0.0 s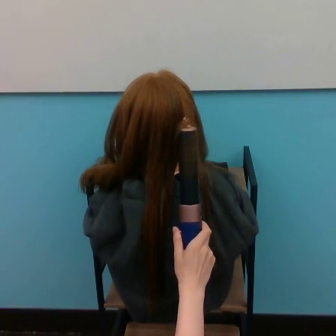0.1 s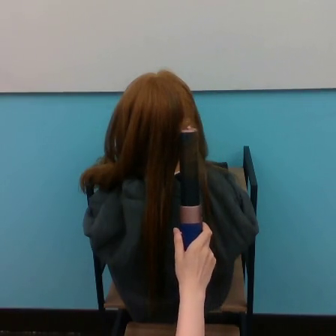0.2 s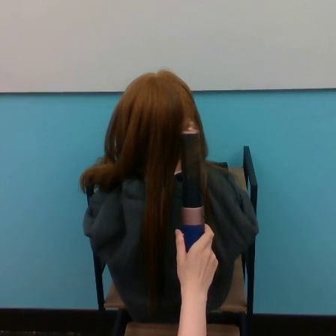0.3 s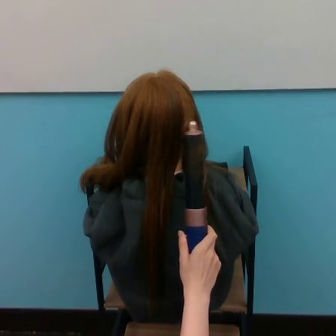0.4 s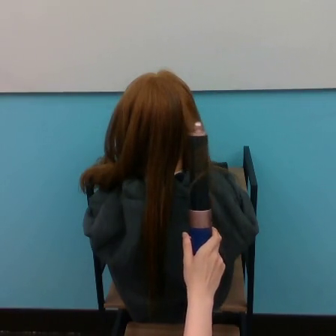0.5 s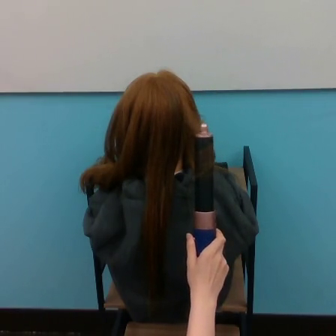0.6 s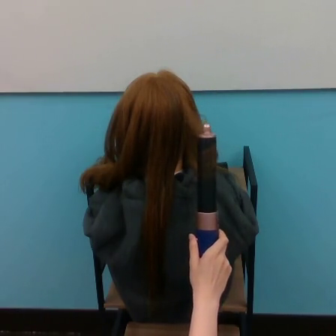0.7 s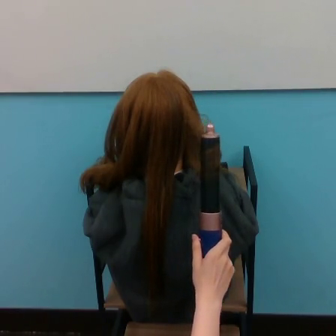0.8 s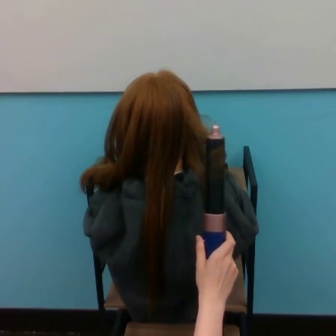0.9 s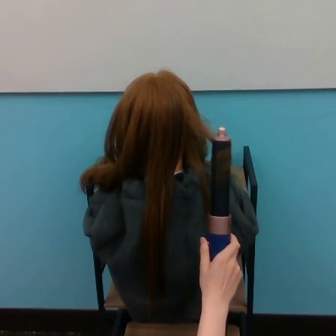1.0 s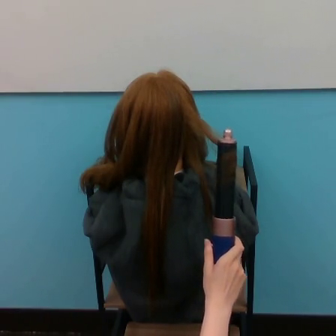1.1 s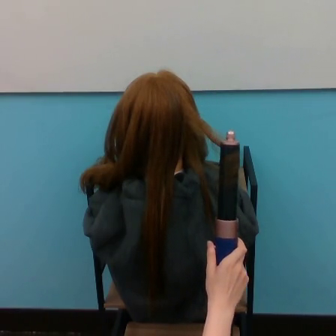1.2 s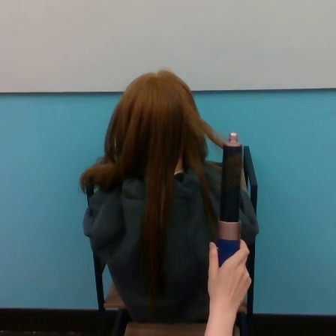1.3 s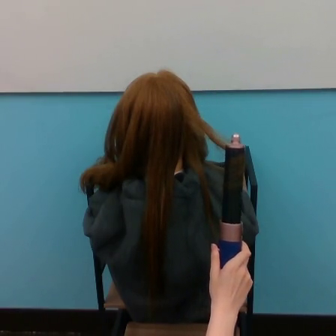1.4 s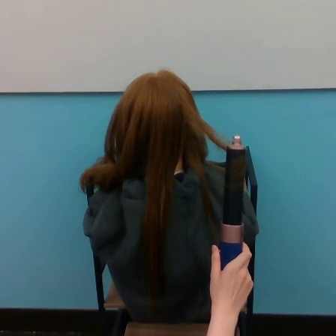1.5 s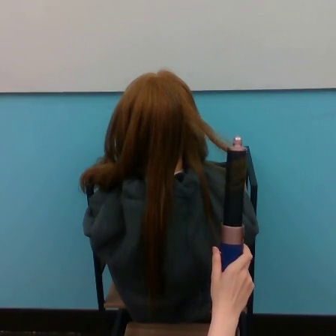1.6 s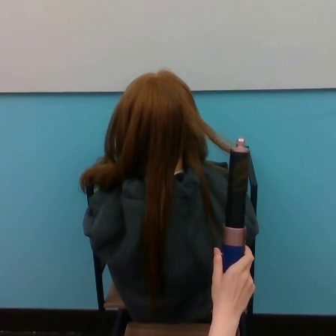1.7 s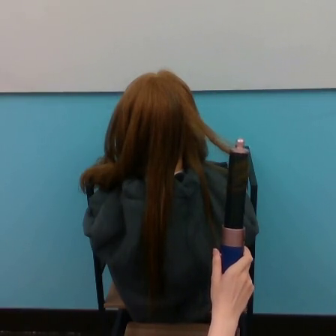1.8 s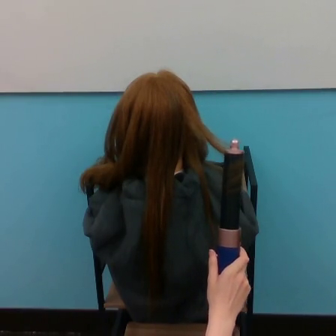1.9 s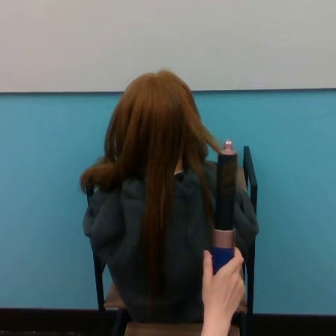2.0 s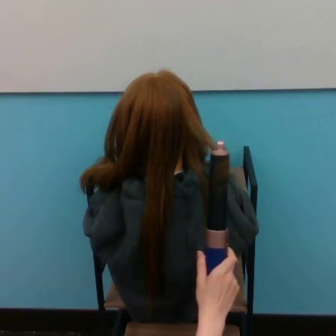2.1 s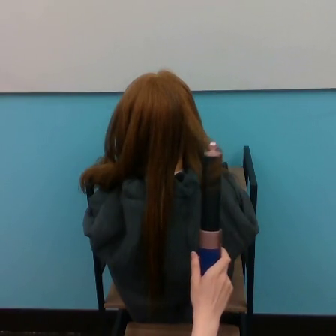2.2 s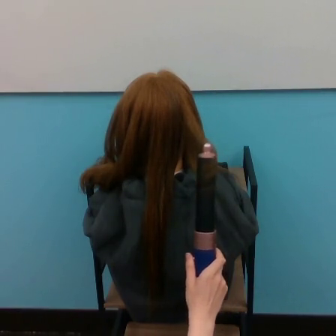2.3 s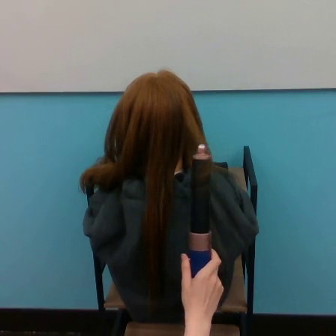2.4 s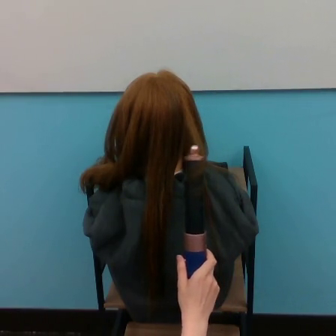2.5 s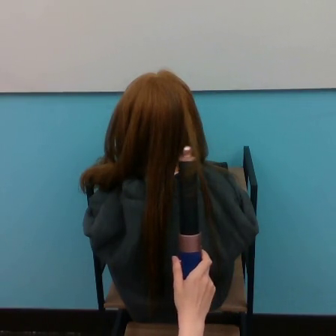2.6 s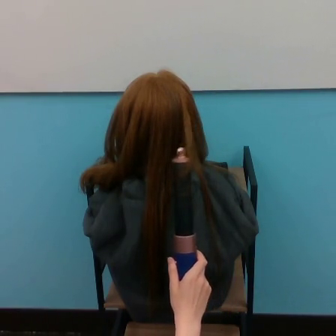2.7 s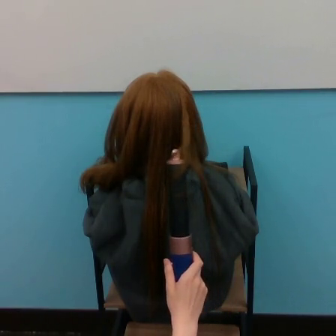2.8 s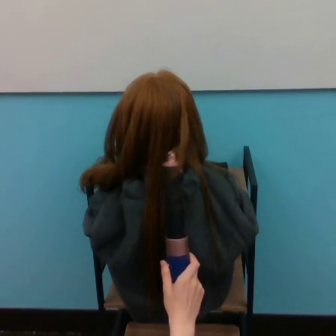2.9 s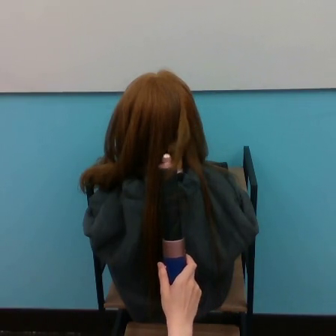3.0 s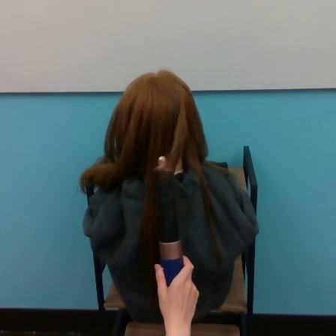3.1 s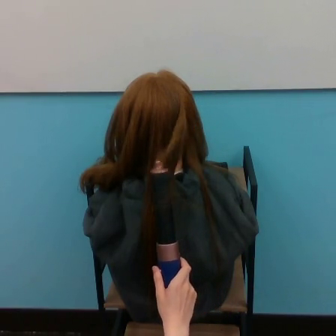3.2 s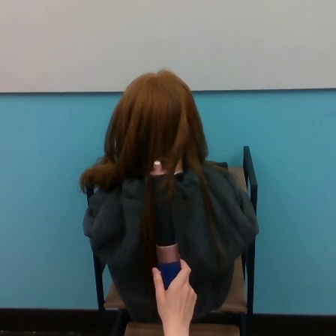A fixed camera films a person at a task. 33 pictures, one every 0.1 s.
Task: curl hair.
0.0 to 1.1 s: The hand goes to the right and downward.
1.1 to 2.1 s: The hand goes to the left, on a clockwise arc.
2.1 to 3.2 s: The hand goes to the left.
